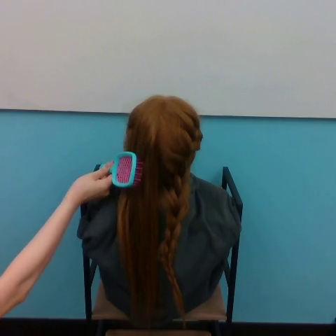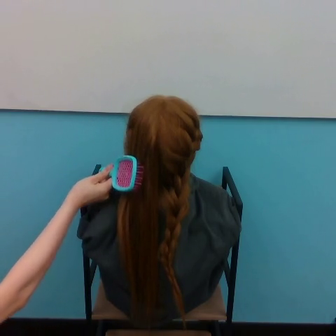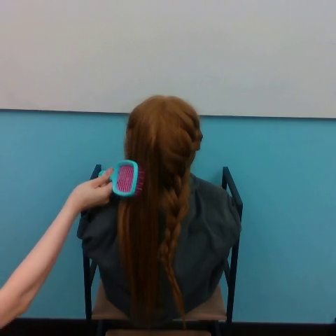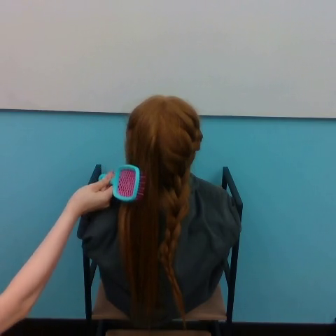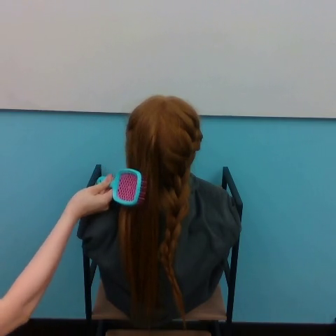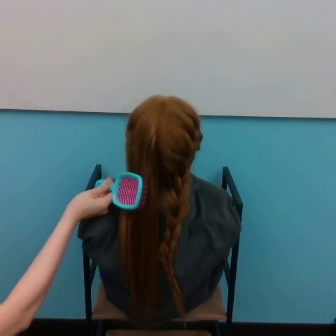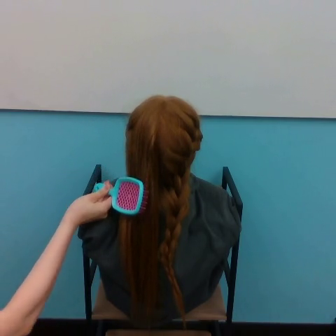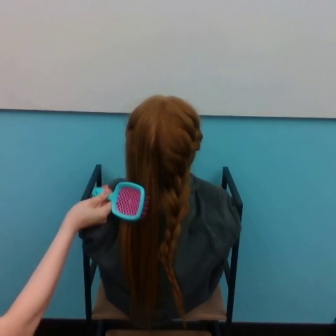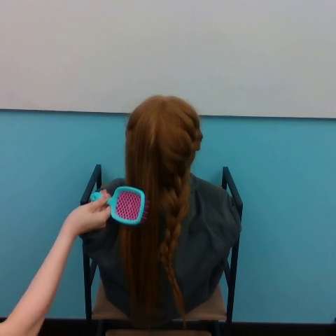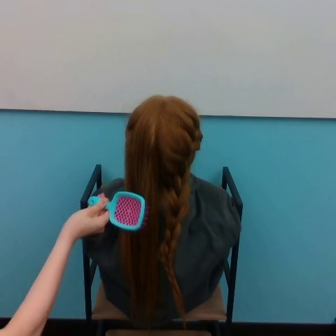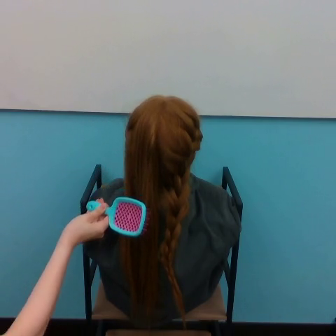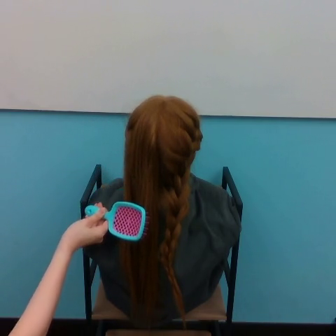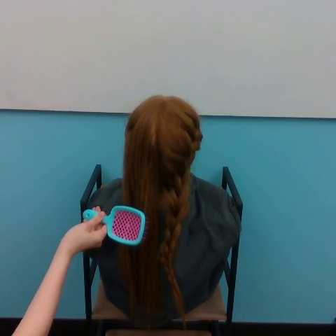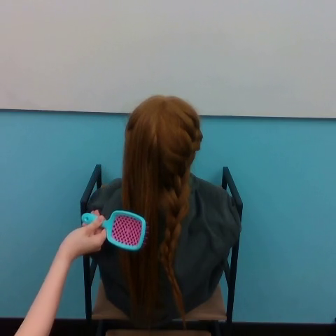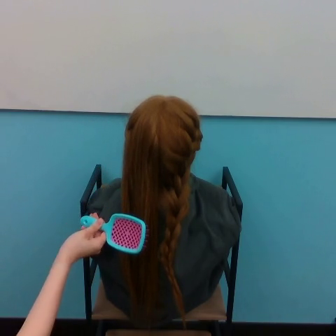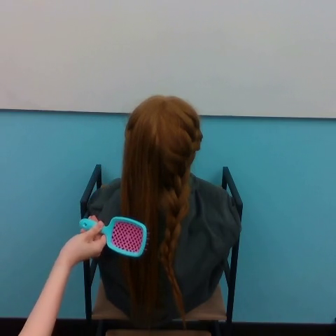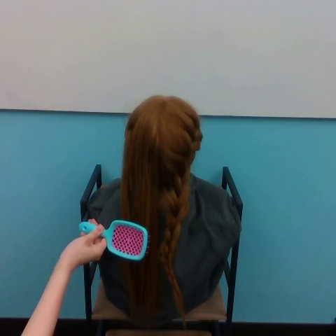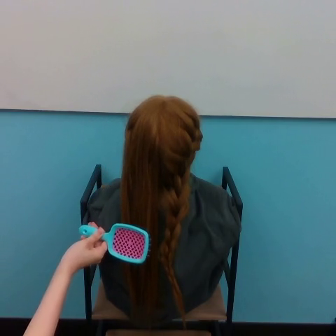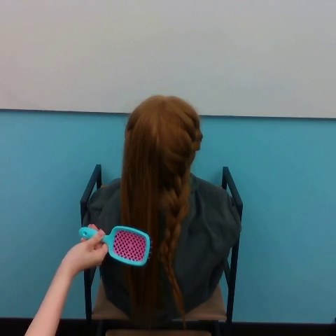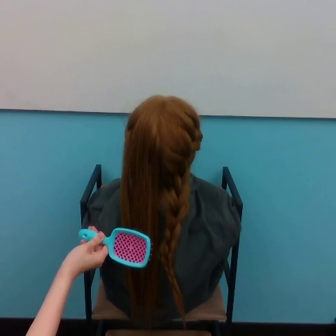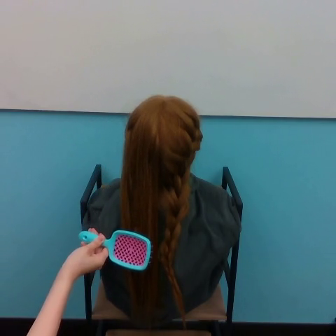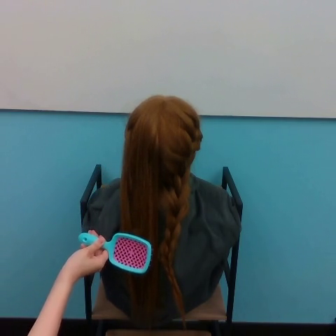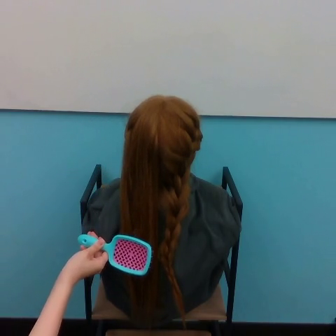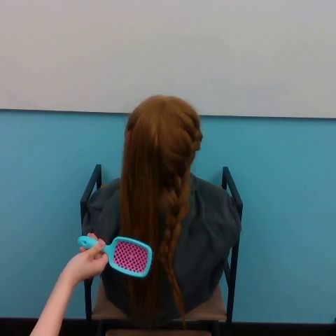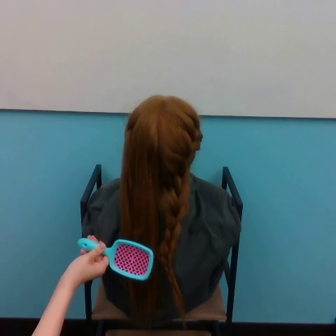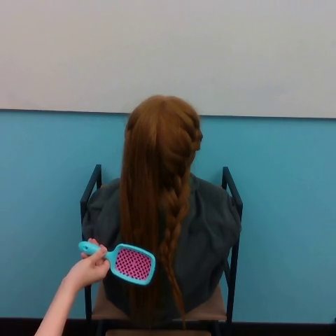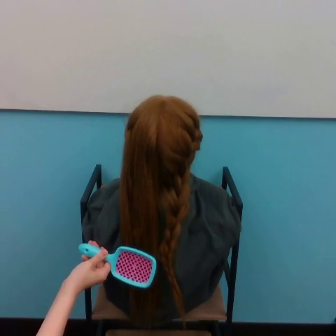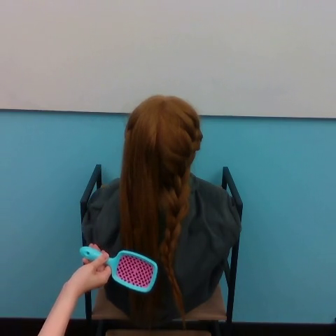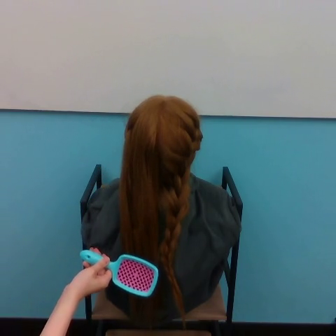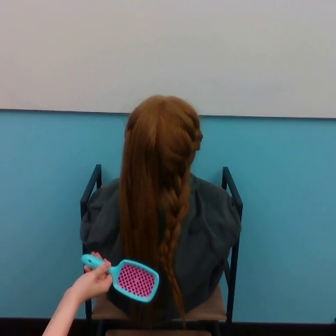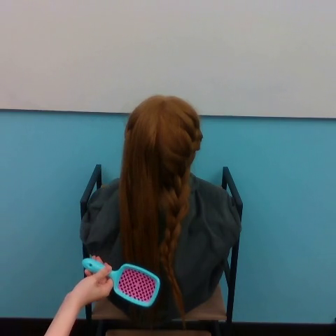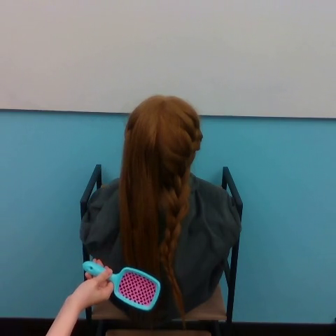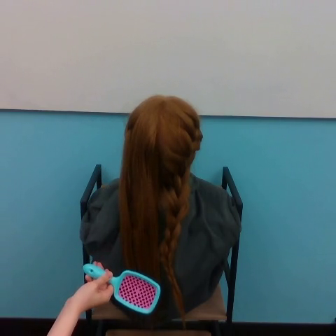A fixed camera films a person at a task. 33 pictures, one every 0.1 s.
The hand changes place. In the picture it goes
downward.
0.0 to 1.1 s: The hand goes downward.
1.1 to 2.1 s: The hand goes downward.
2.1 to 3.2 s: The hand goes downward.
Task: brush hair.
